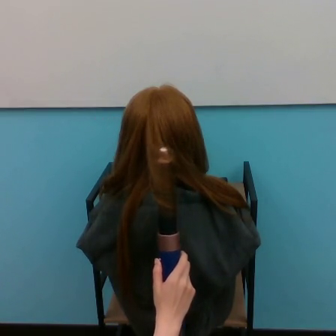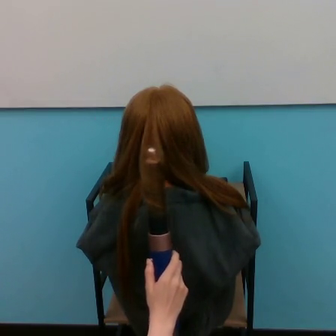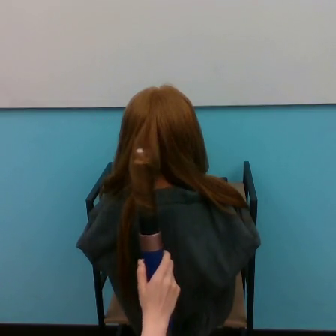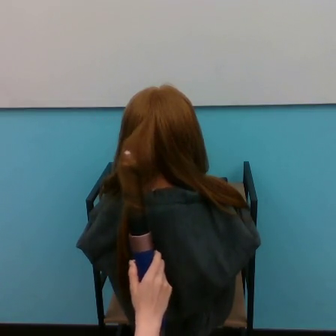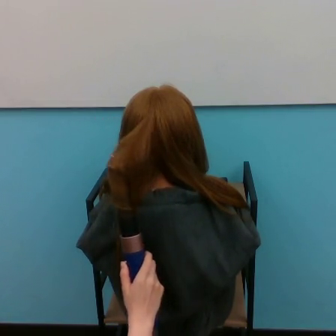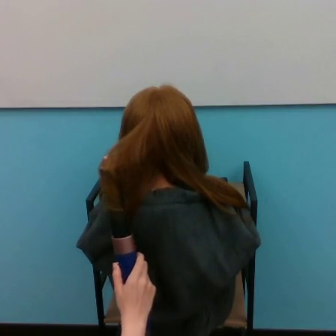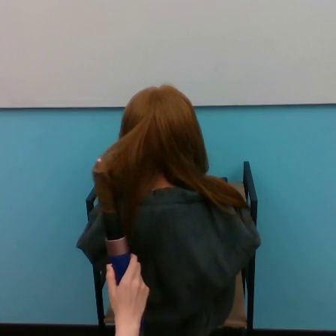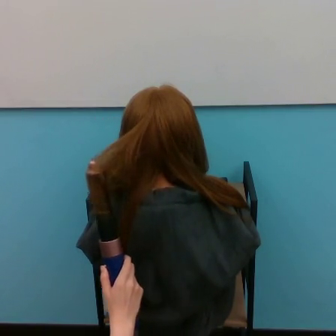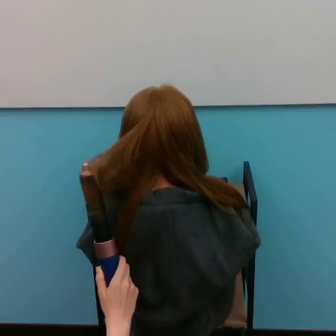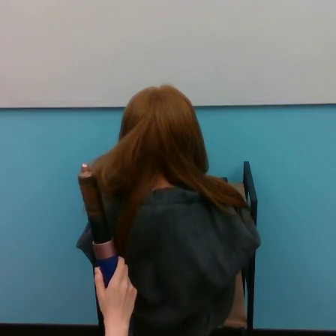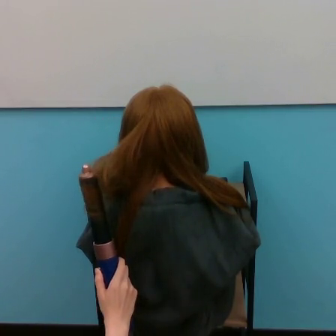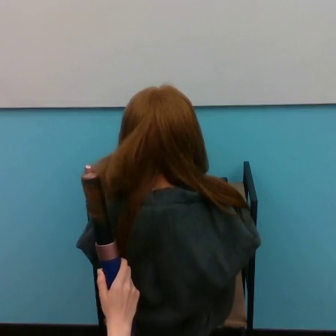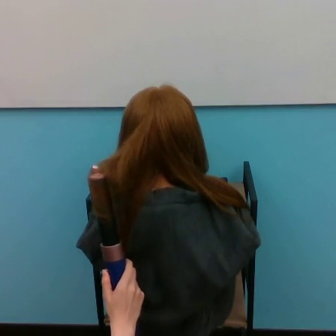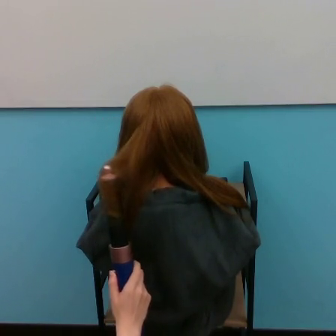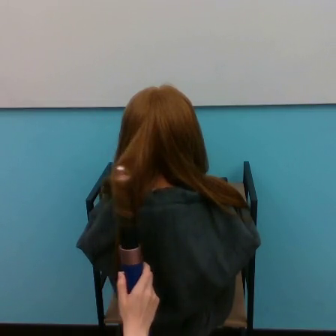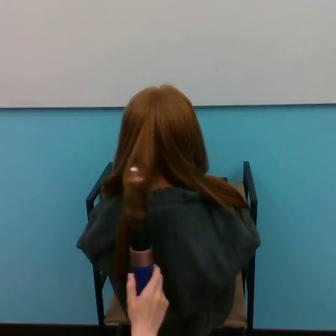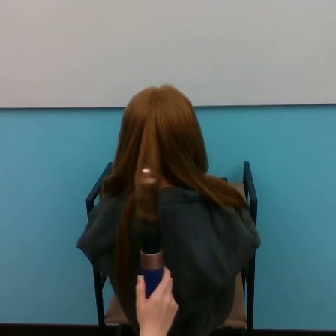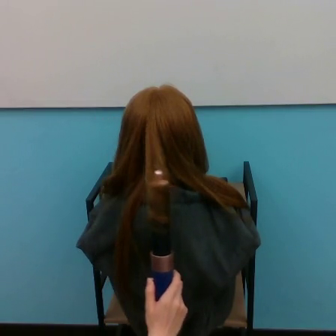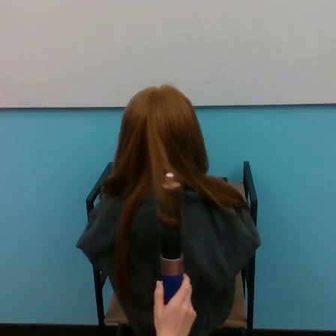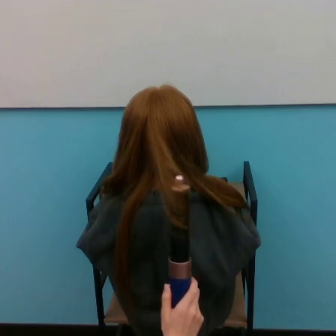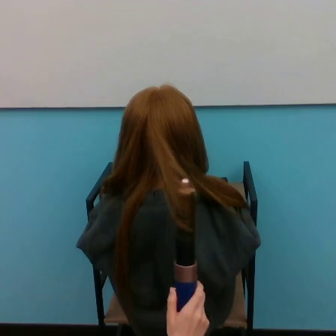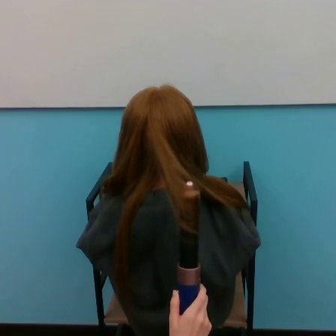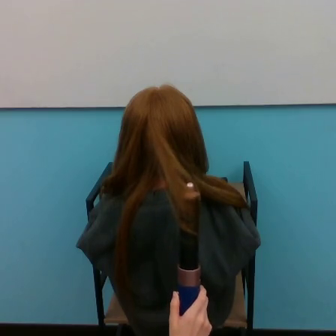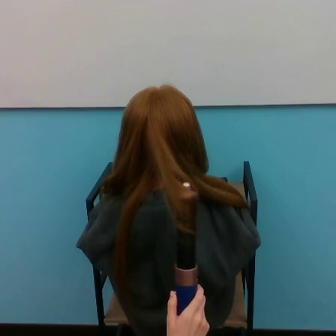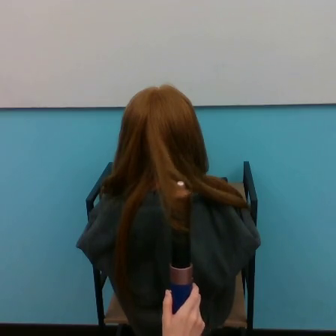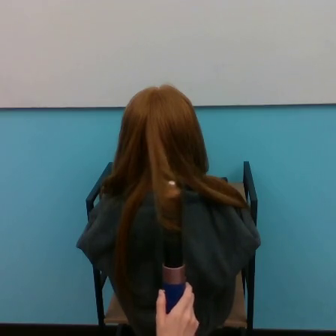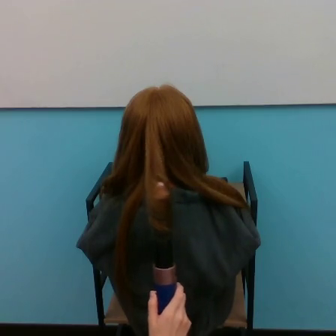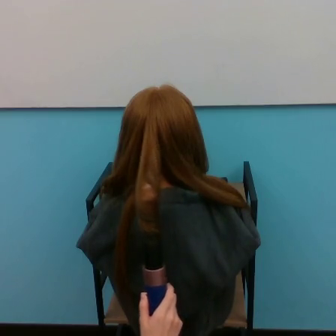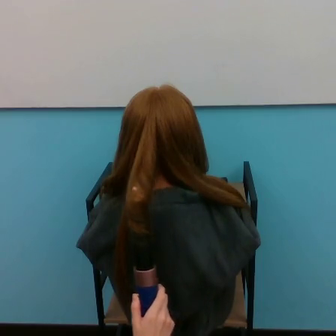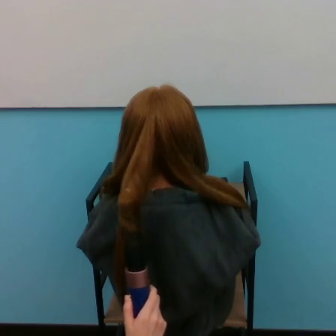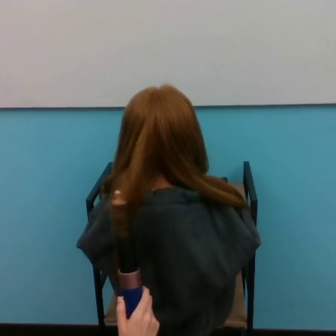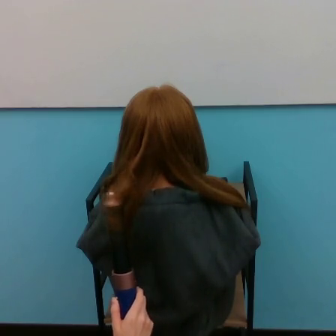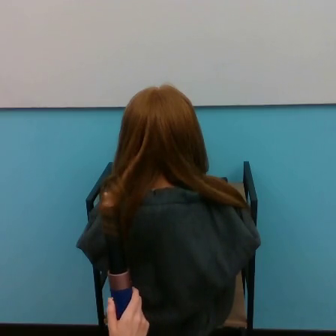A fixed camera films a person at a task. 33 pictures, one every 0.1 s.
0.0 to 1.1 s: The hand goes to the left.
1.1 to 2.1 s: The hand goes to the right.
2.1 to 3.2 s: The hand goes to the left.
Task: curl hair.
